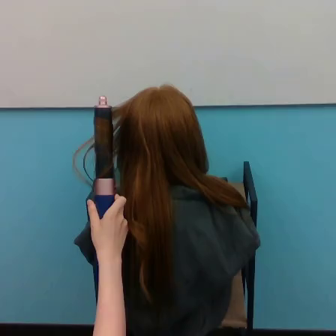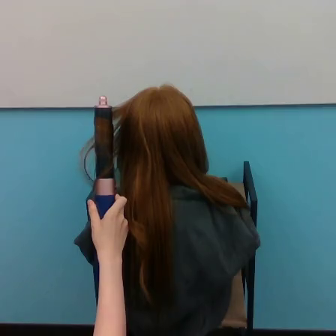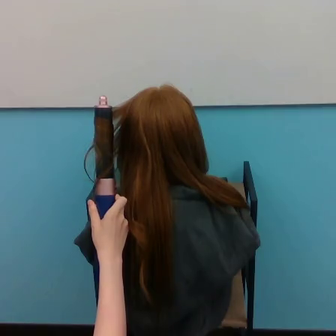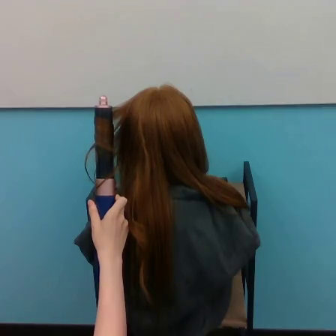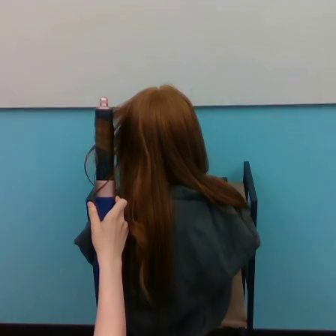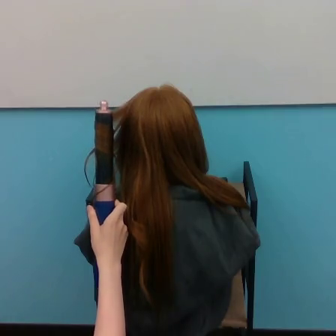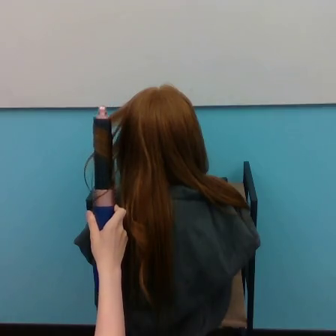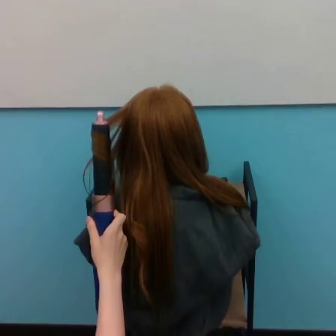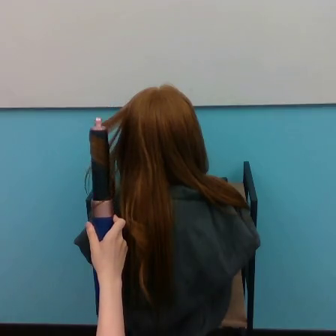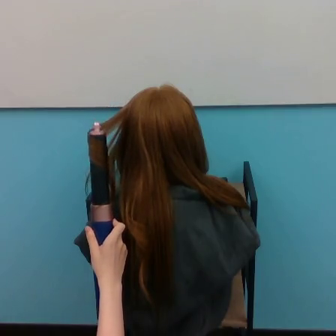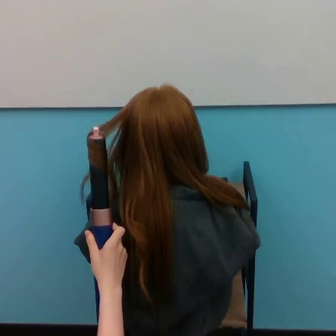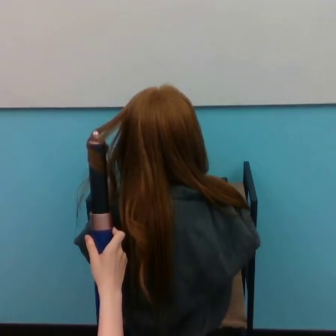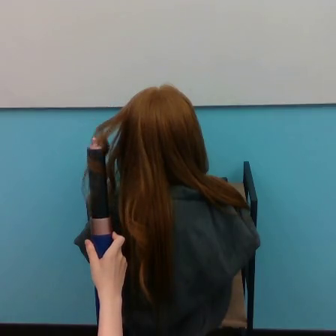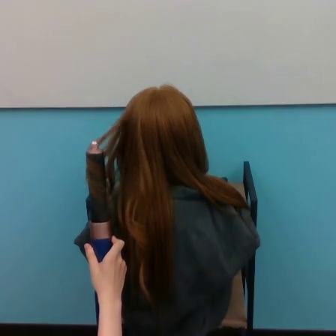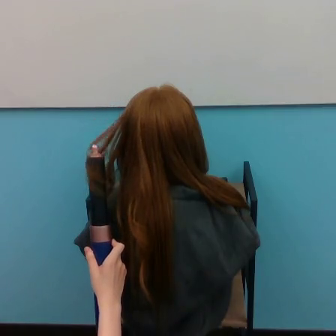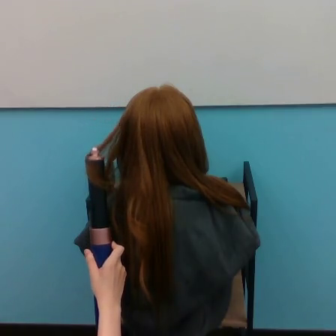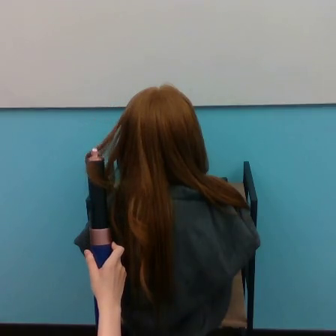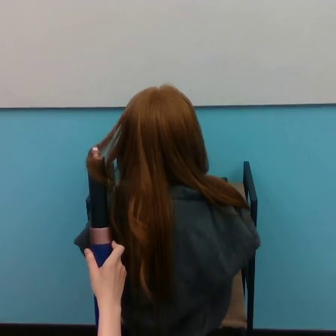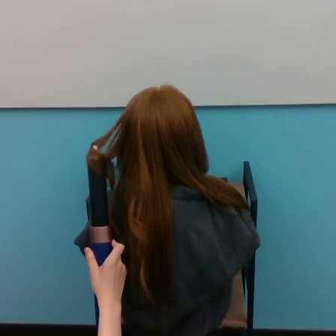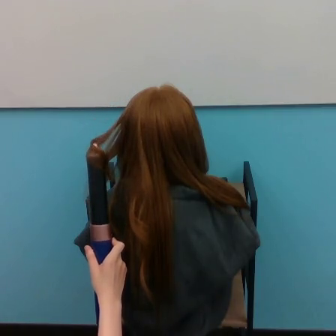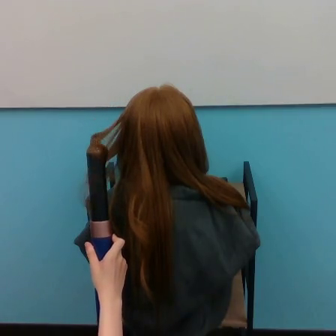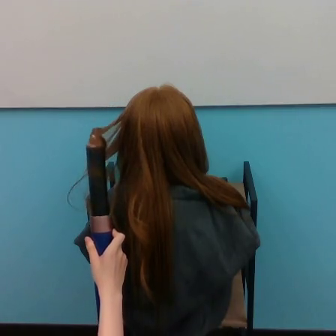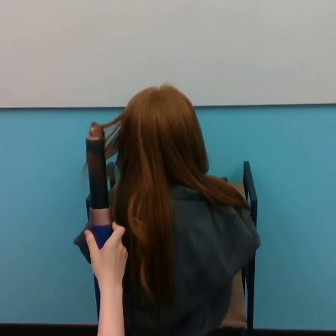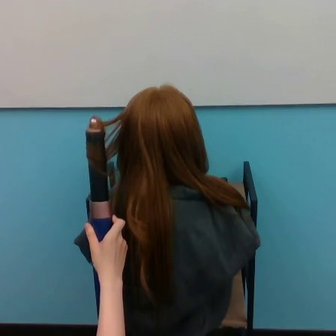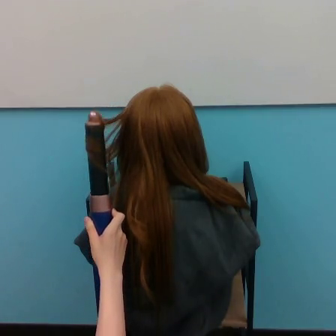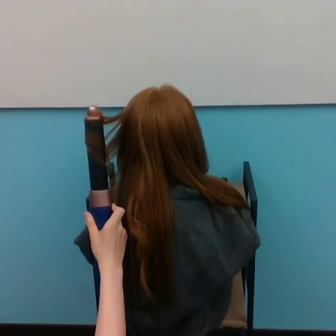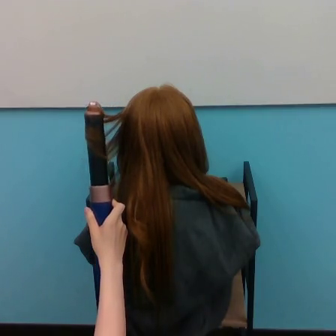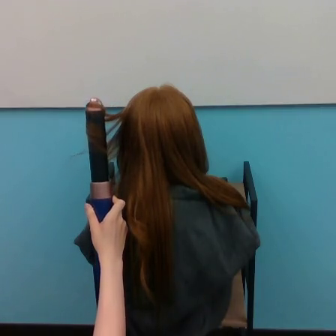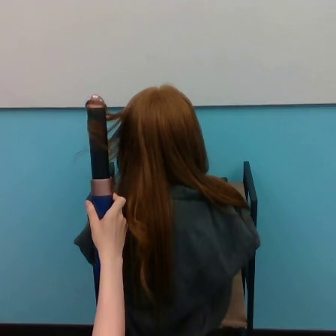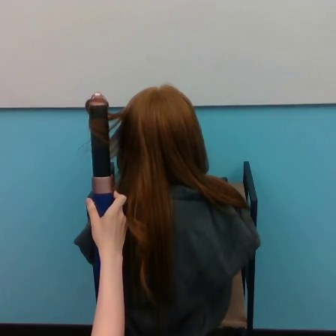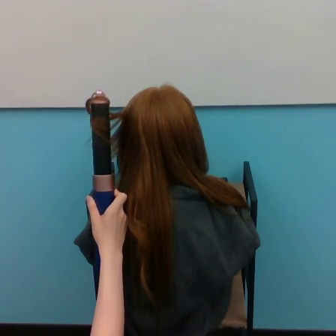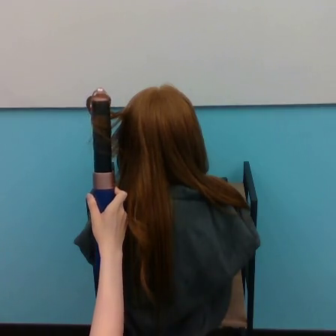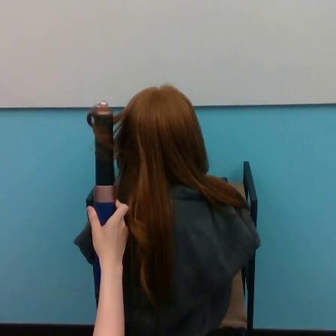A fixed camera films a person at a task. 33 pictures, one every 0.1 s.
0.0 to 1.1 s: The hand goes downward.
1.1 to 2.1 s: The hand goes downward.
2.1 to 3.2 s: The hand goes upward.
Task: curl hair.
